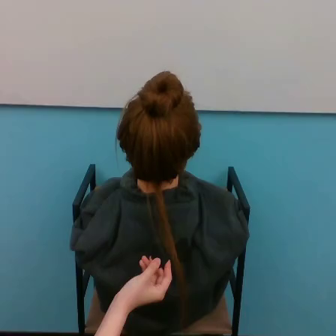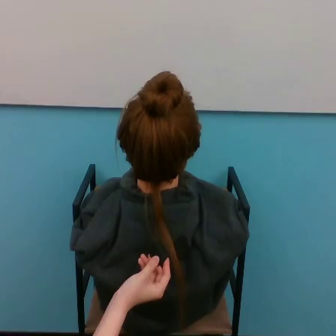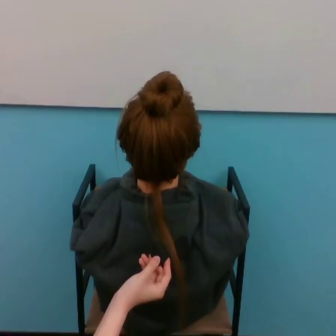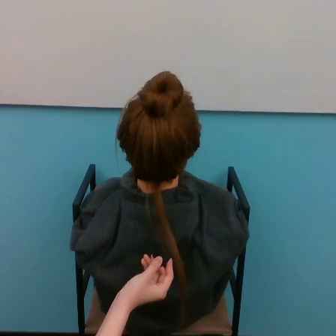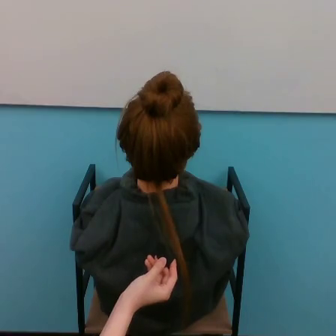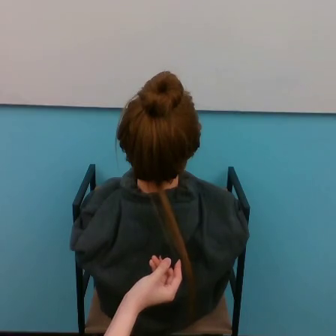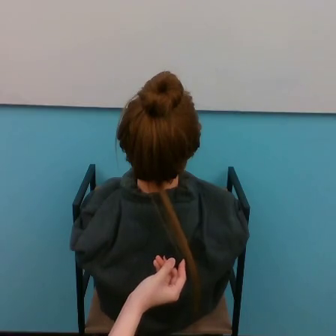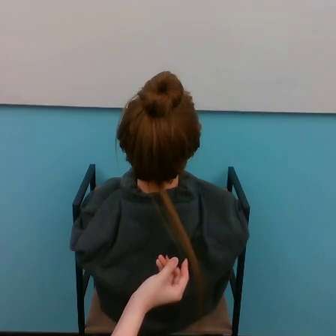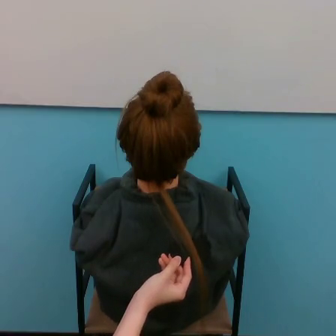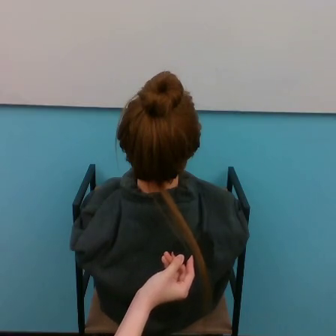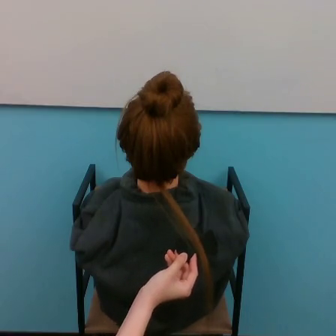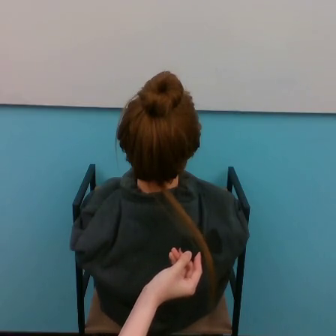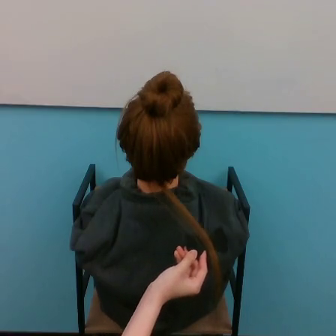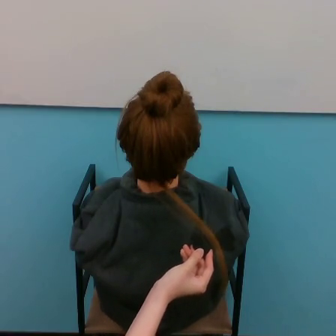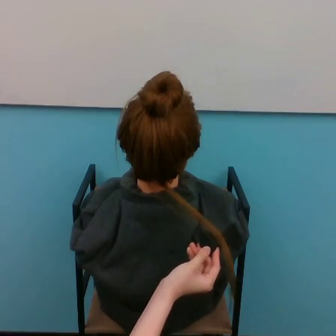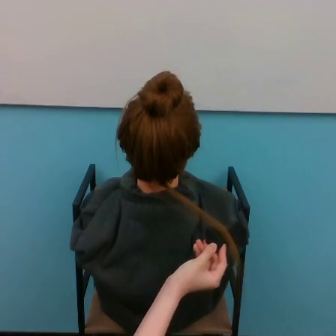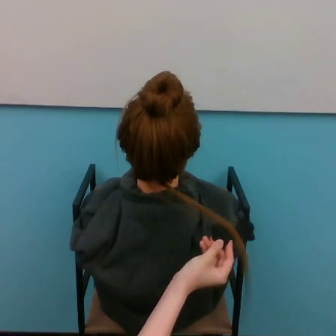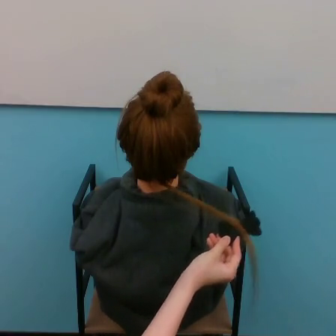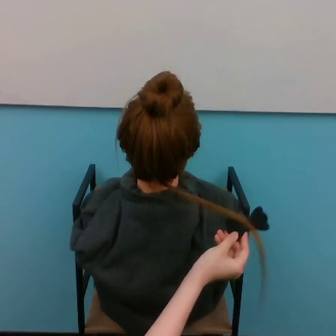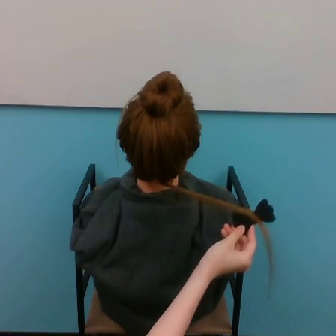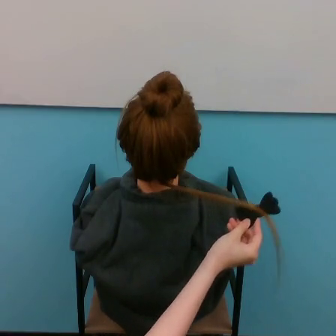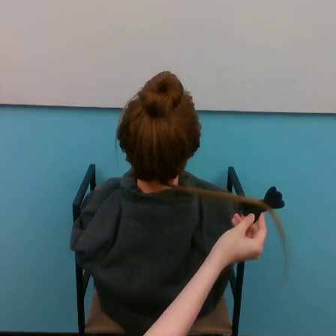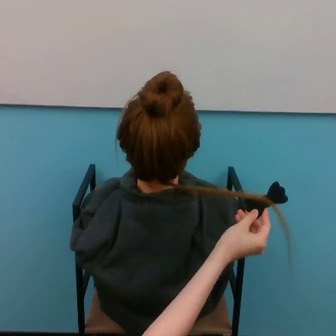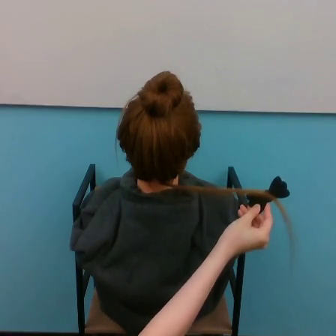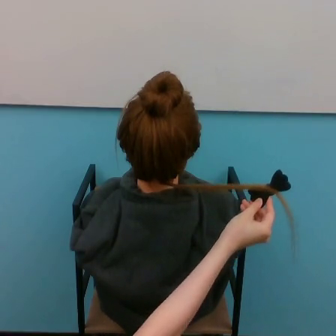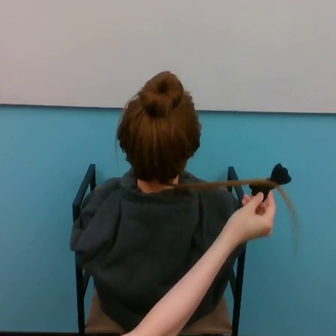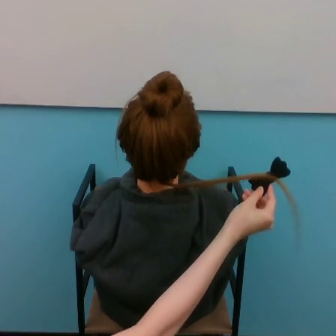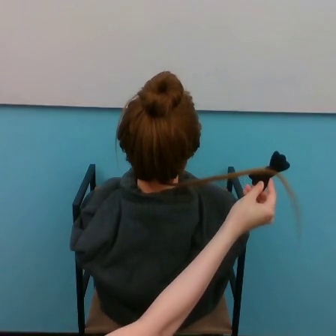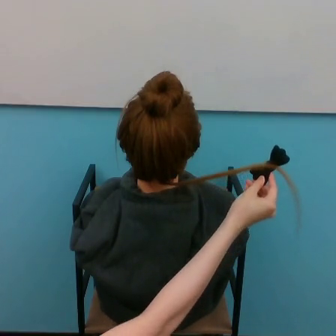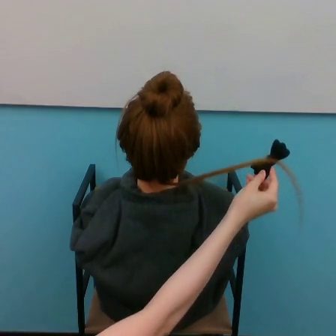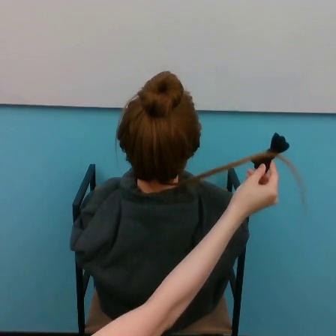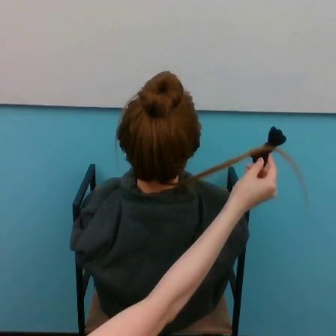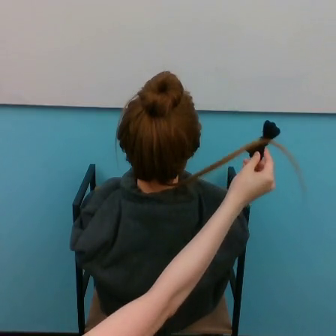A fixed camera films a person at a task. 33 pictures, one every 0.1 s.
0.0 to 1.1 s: The hand goes to the right.
1.1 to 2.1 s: The hand goes to the right and upward.
2.1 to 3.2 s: The hand goes upward.
Task: tidy back hair.
